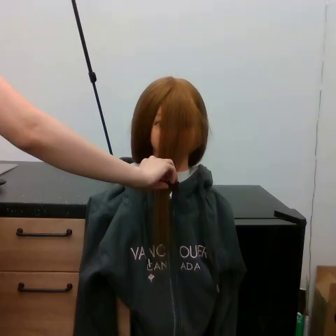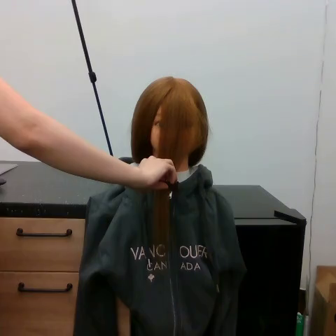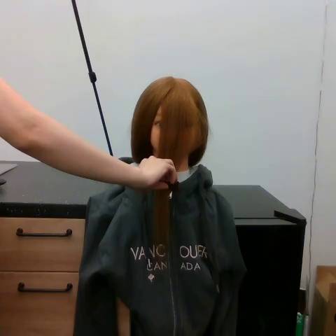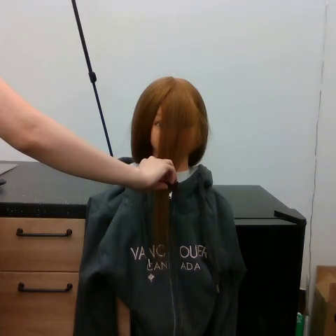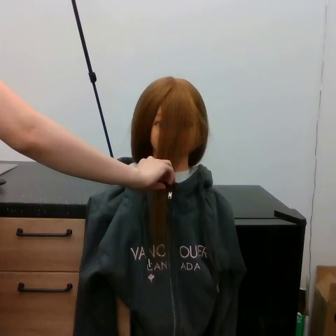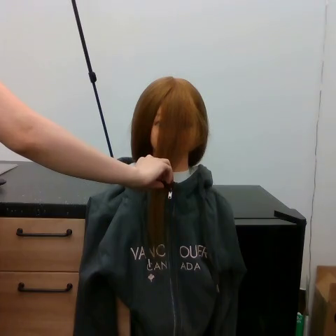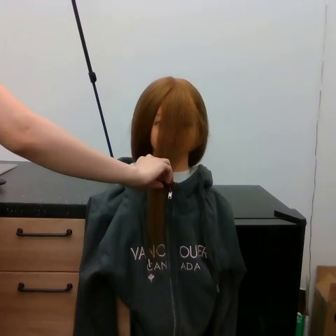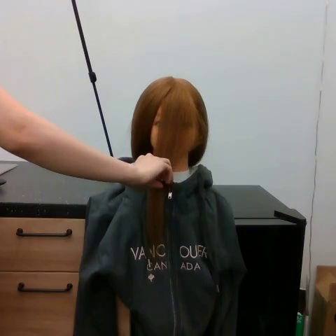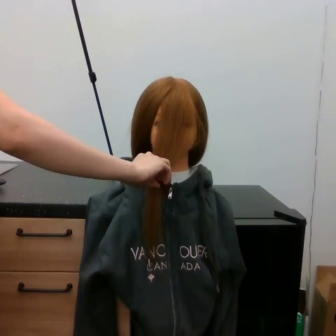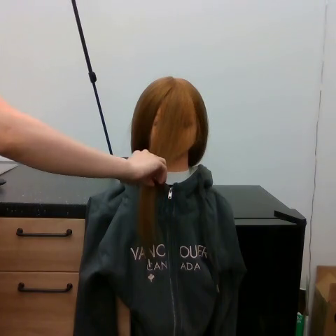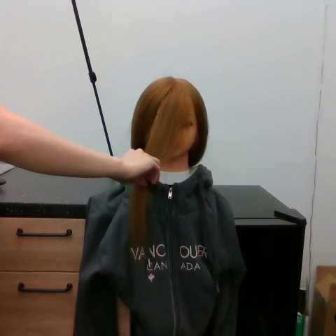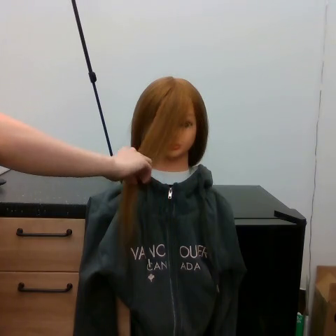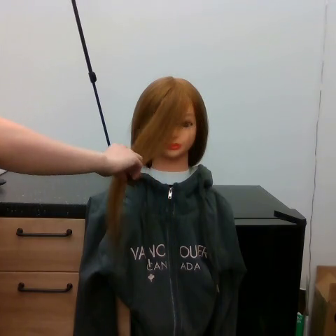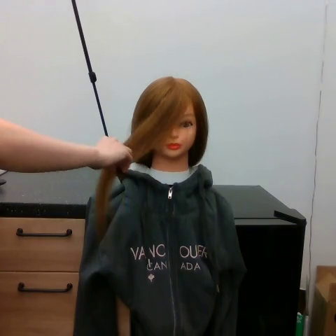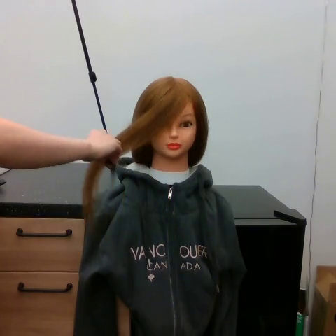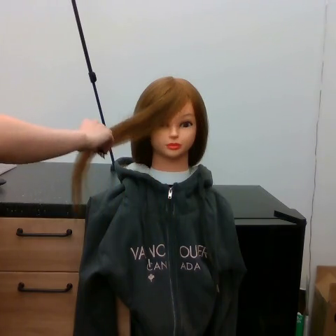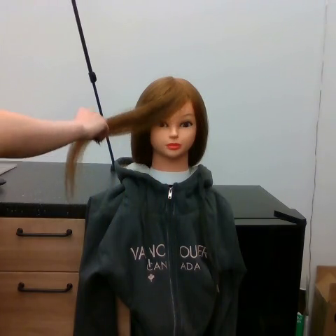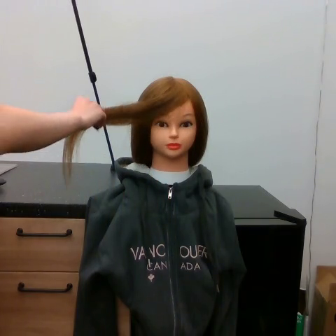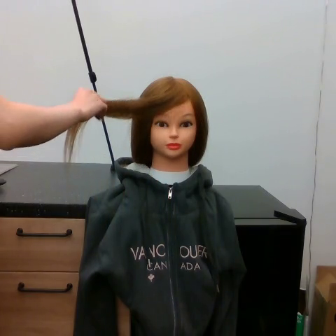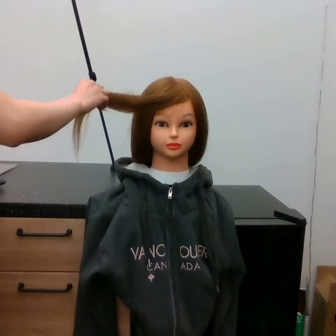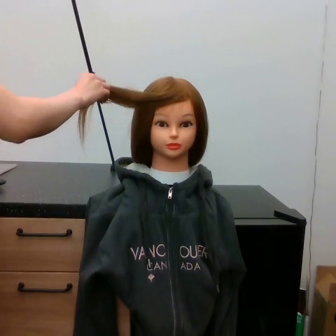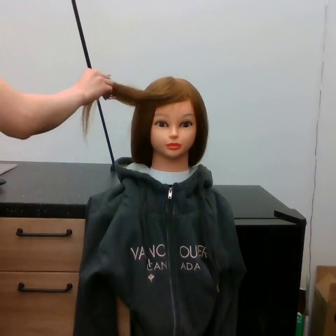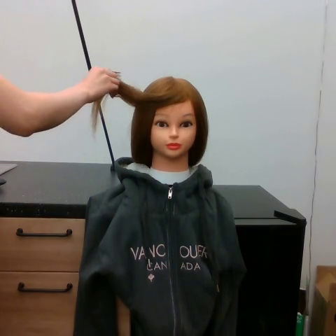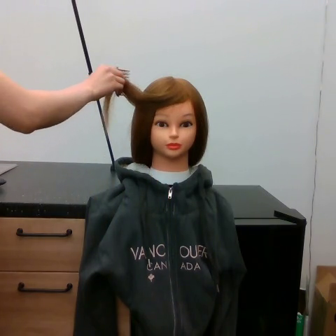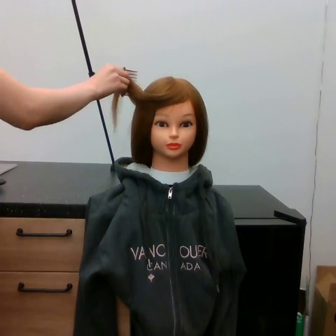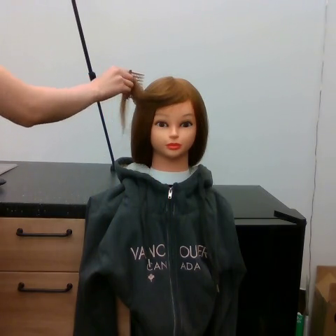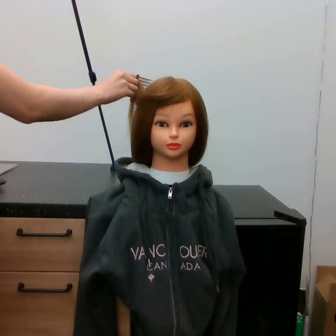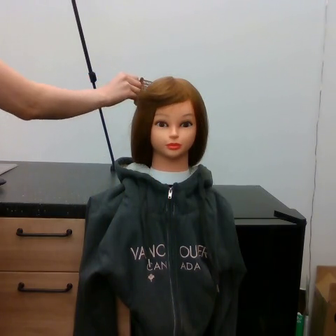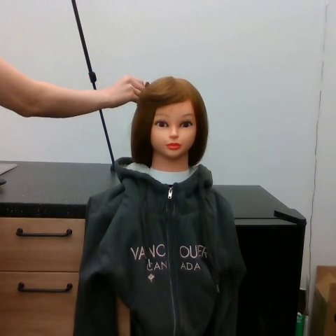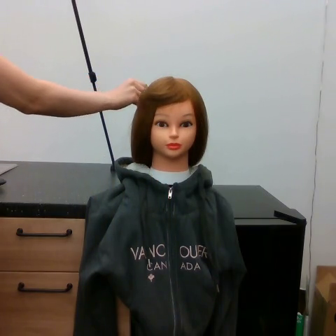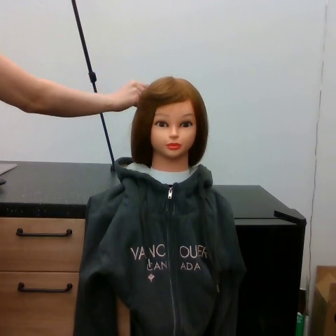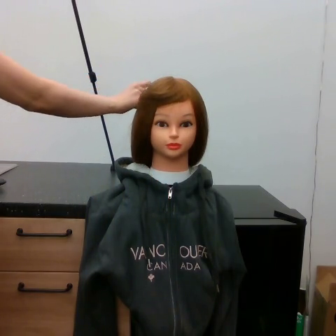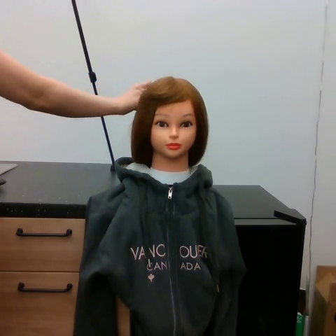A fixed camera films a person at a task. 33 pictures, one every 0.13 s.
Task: tidy front hair.
Motion: move upward and to the left, then move downward and to the right.
0.00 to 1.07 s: The hand moves only a little.
1.07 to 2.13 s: The hand goes to the left and upward.
2.13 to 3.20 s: The hand goes upward and to the right, on a clockwise arc.
3.20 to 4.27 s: The hand goes to the right and downward.
